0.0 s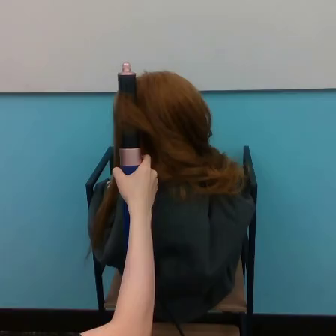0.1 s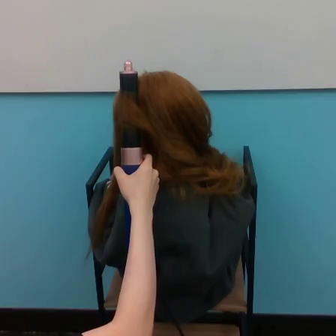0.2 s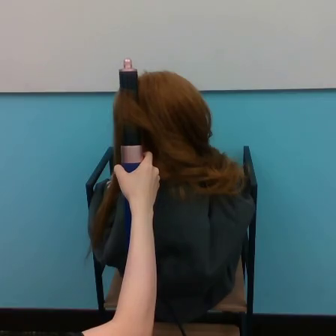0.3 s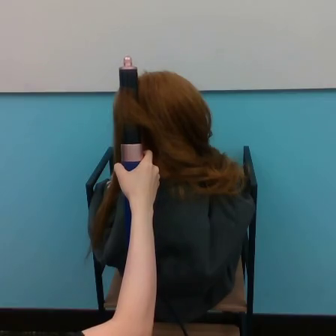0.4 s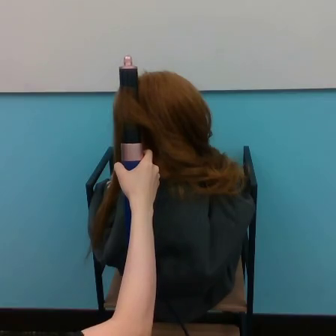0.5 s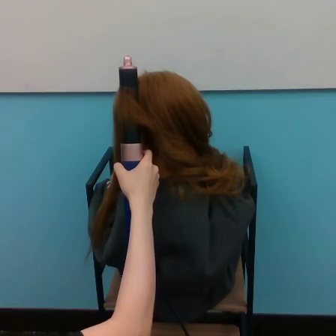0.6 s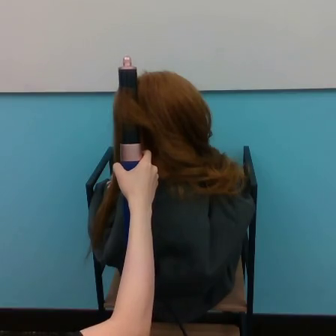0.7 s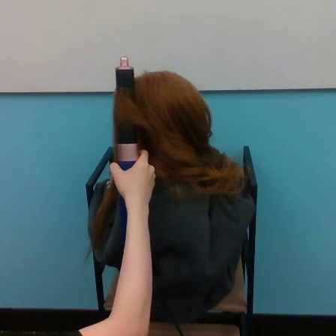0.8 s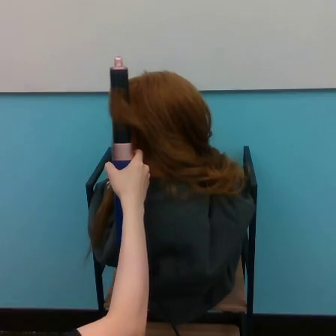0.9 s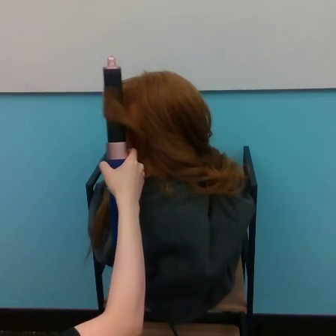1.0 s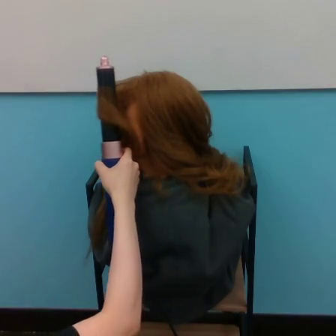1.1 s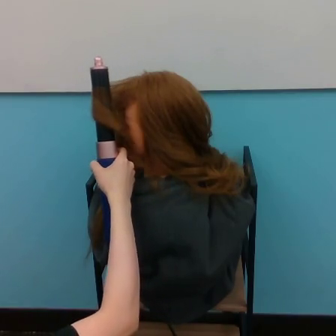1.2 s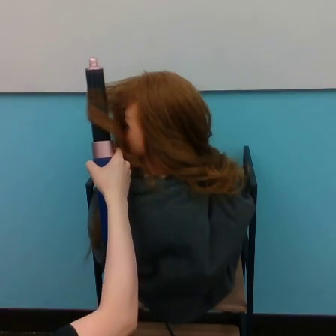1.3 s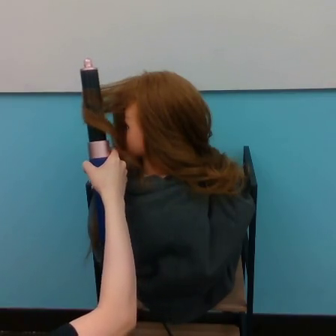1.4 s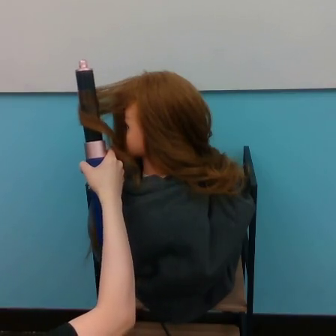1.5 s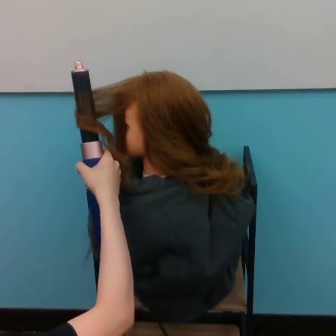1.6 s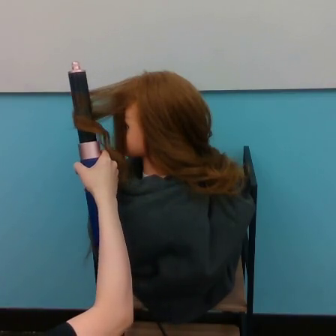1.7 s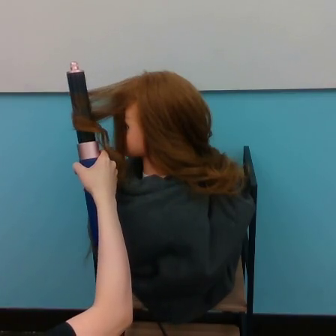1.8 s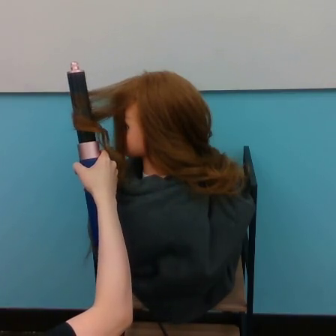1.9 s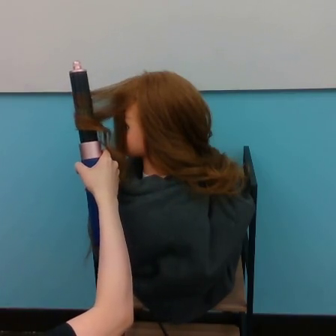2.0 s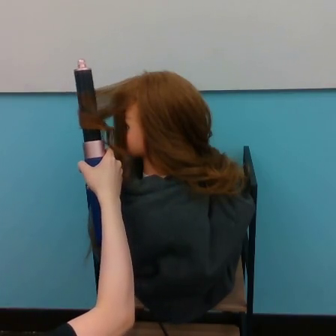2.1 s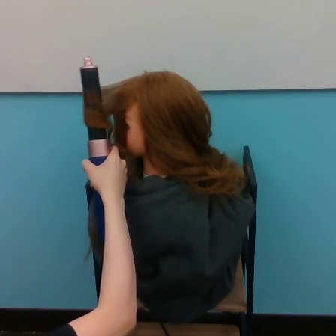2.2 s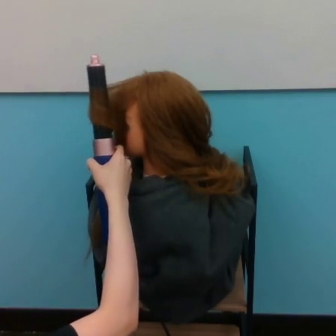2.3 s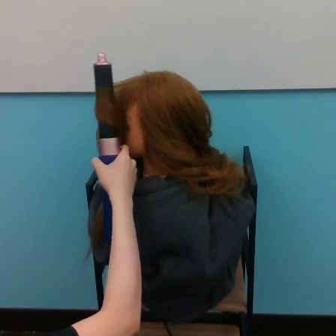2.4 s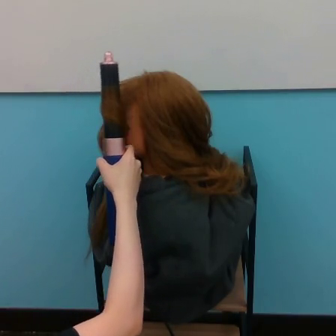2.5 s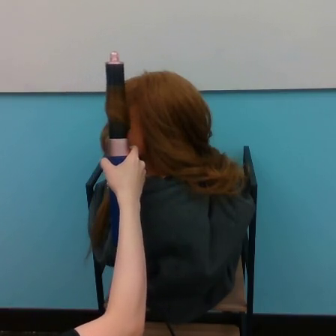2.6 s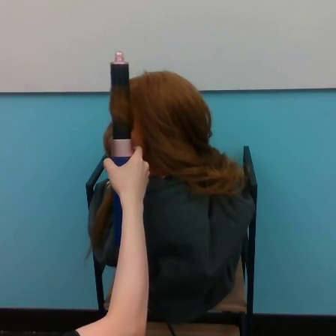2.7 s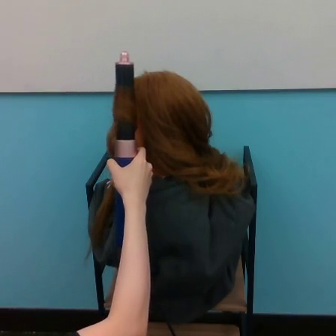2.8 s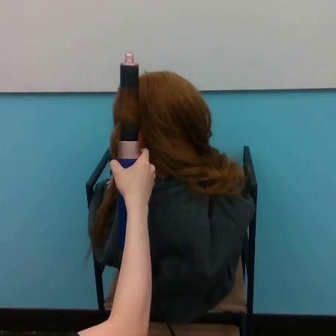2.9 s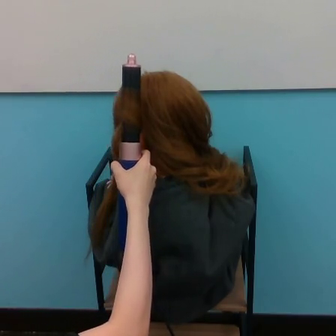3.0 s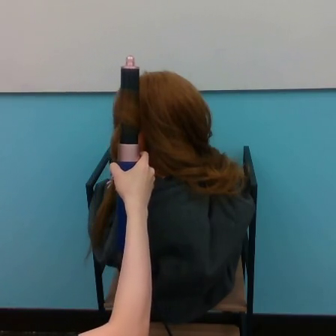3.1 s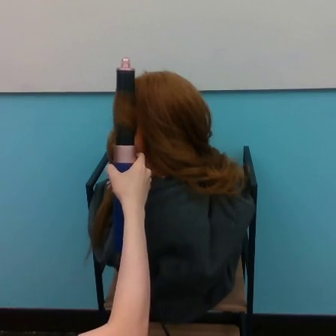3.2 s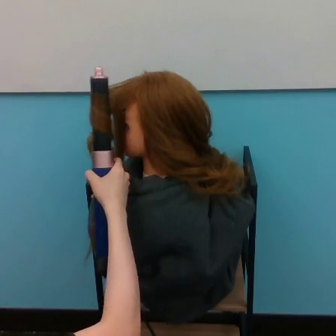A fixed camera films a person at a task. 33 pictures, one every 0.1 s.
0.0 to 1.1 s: The hand goes to the left.
1.1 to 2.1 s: The hand goes to the left.
2.1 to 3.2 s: The hand goes to the right, then to the left.
Task: curl hair.
